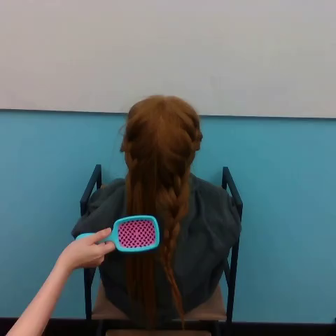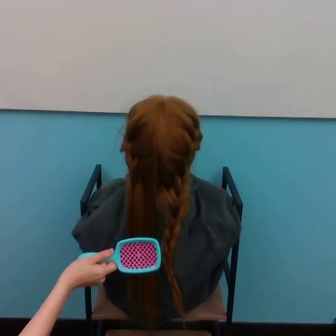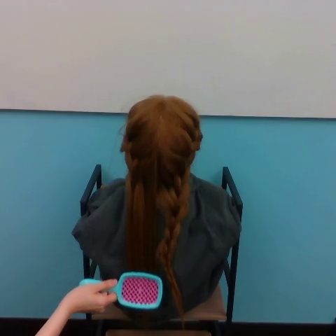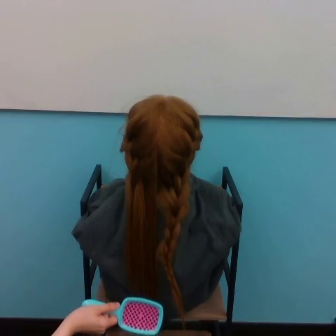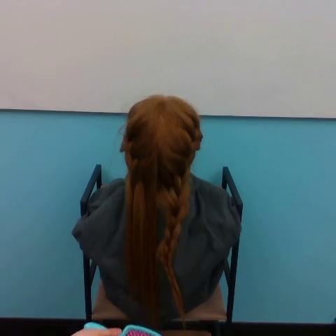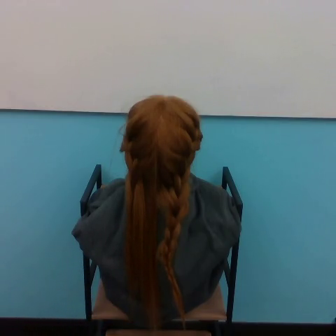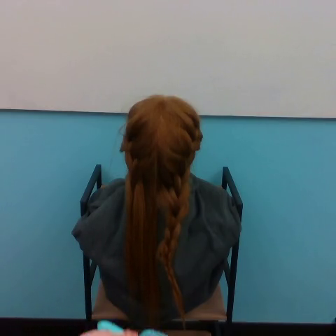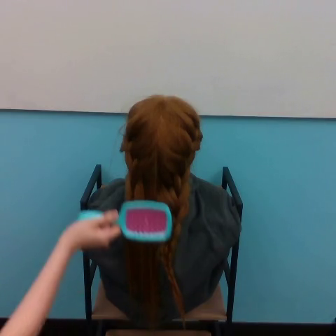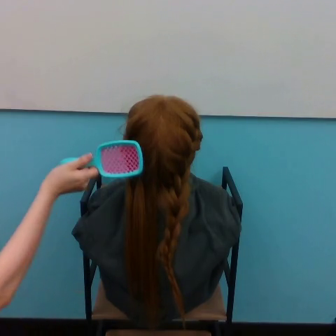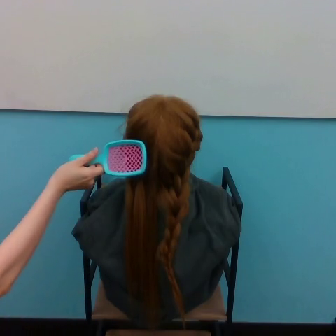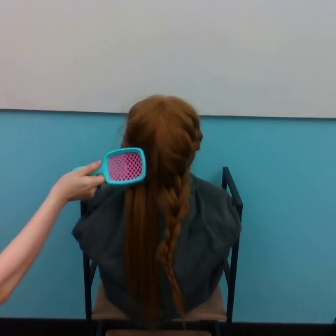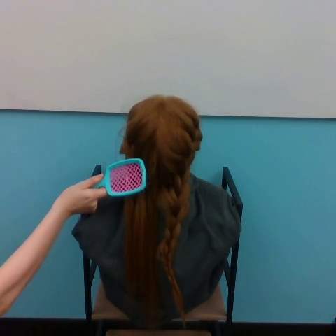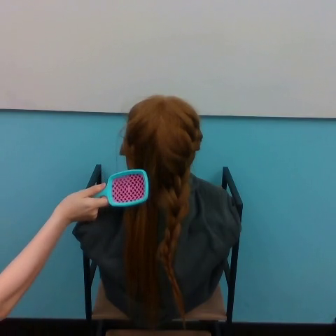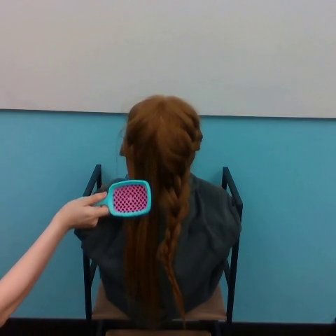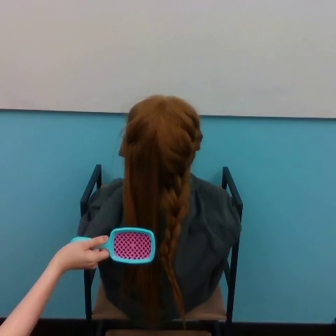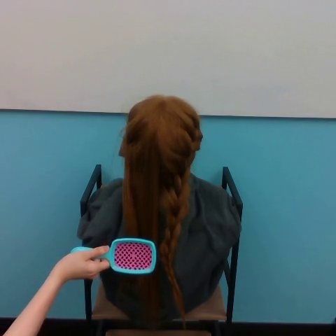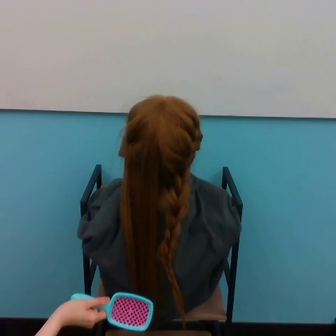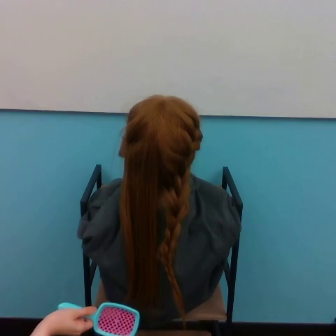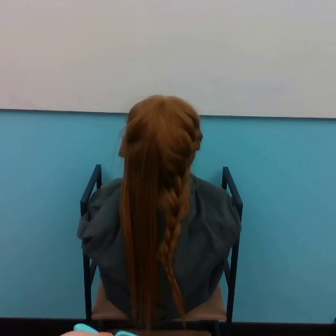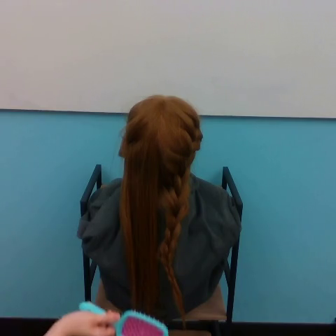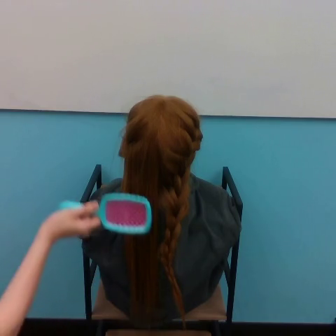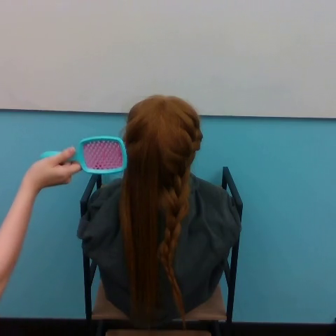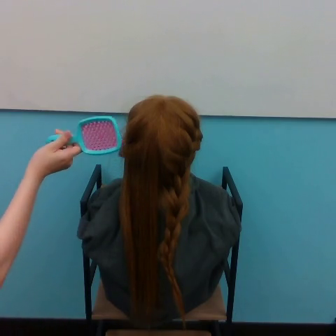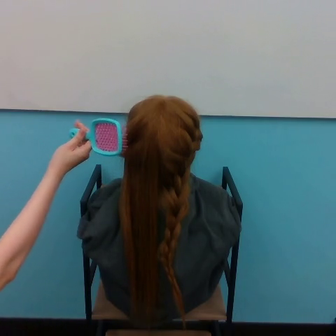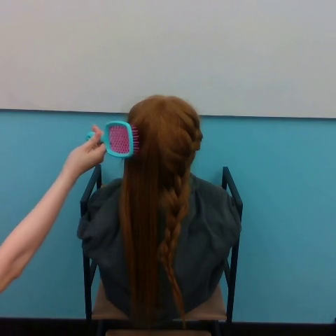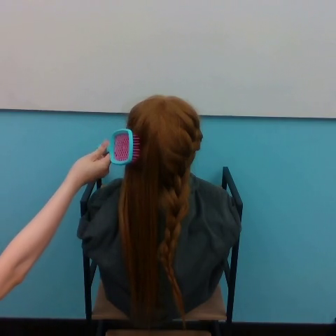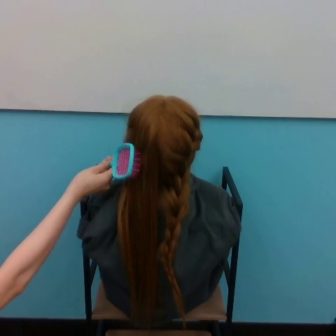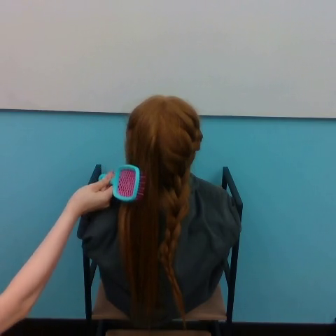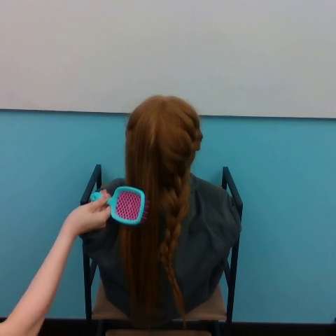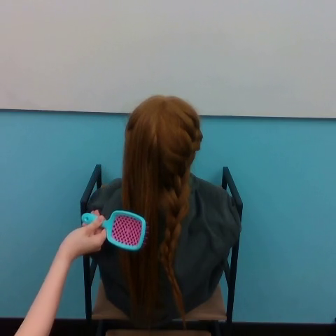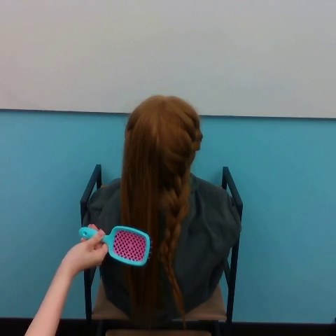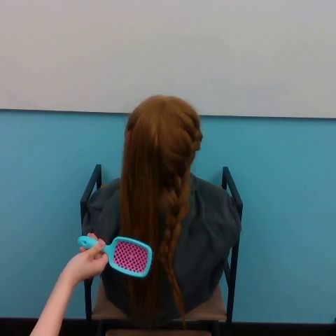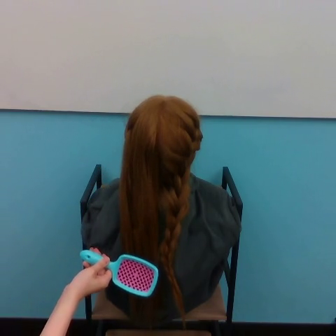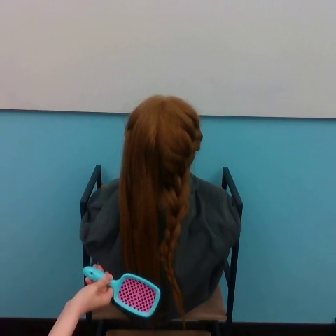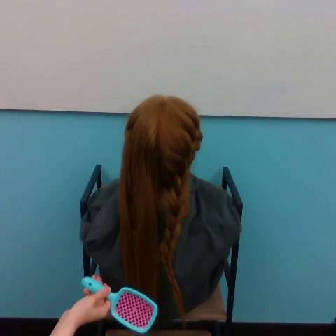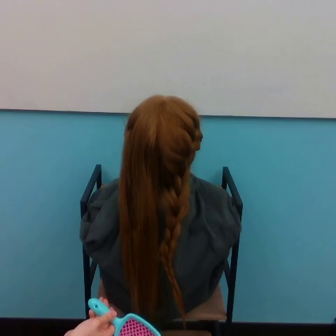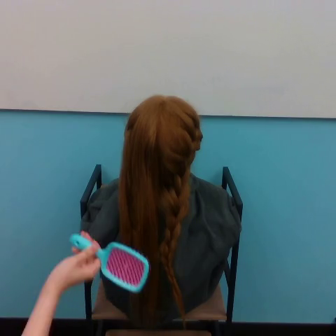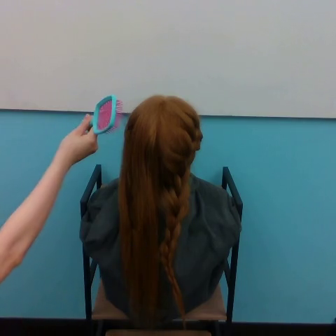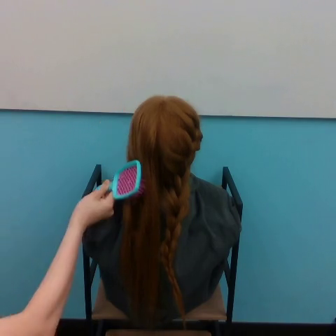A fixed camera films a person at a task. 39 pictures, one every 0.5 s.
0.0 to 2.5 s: The hand goes downward.
2.5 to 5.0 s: The hand goes upward, then downward.
5.0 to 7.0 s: The hand goes downward.
7.0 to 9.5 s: The hand goes downward.
9.5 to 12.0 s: The hand goes upward, then to the right.
12.0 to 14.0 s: The hand goes downward.
14.0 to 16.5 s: The hand goes downward.
16.5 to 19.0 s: The hand goes upward, then downward.
Task: brush hair.
Motion: make 4 strokes, increasing the height of the starting point of each stroke.
